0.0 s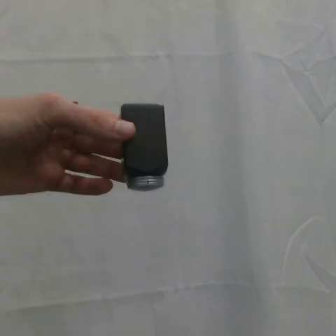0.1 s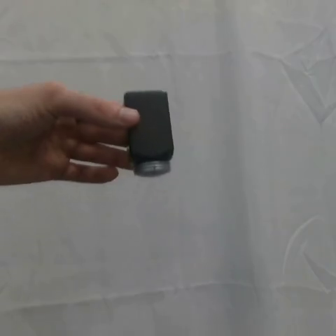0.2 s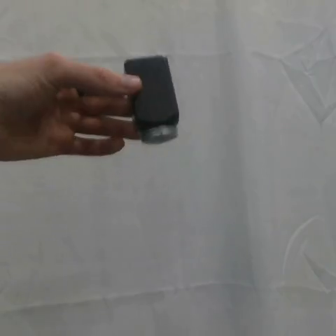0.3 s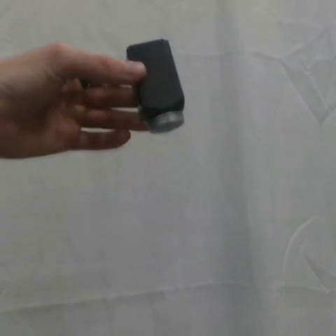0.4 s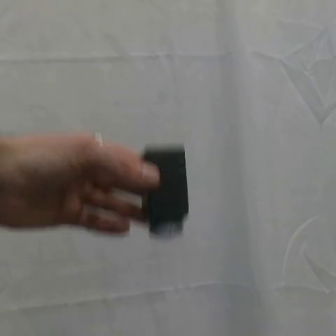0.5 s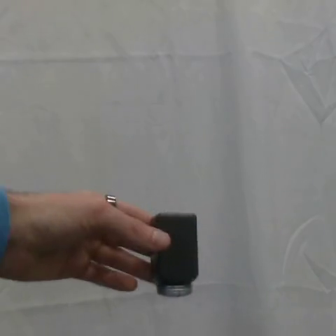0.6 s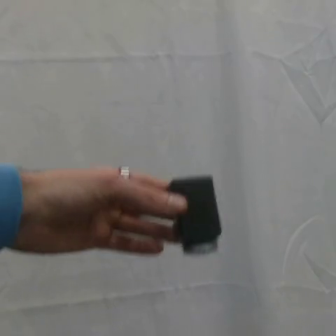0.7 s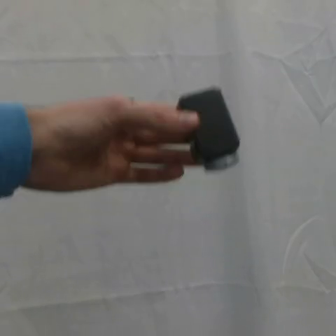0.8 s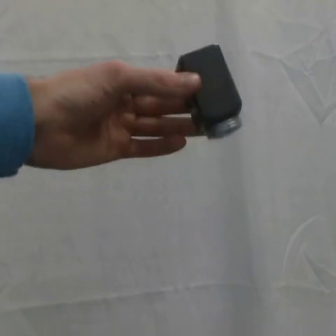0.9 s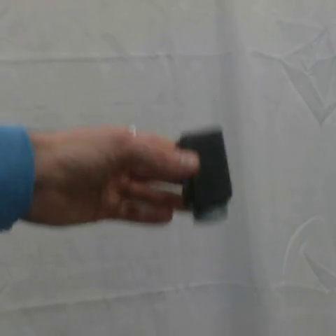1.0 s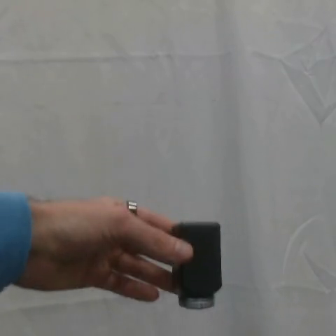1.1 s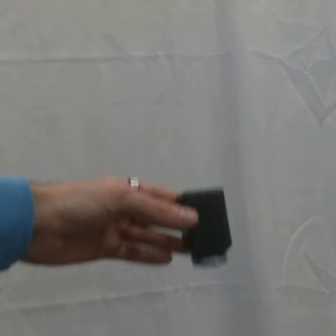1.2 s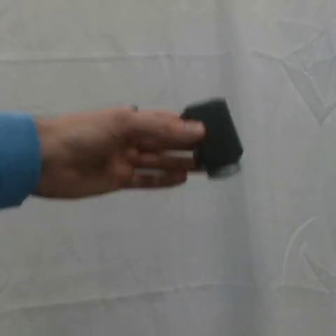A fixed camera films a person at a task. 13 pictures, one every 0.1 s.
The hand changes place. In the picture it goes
to the right.
0.0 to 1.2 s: The hand goes downward and to the right, then upward.
Task: shake the salt shaker.
Motion: move up and down 2 times.
